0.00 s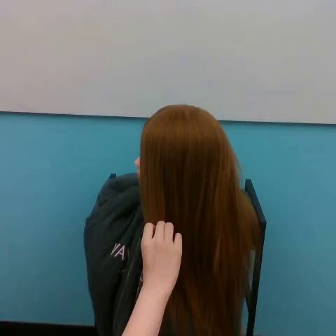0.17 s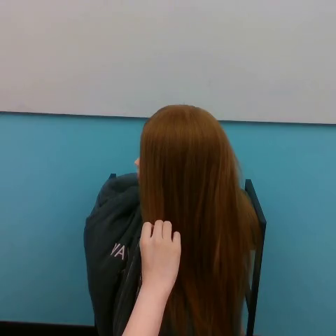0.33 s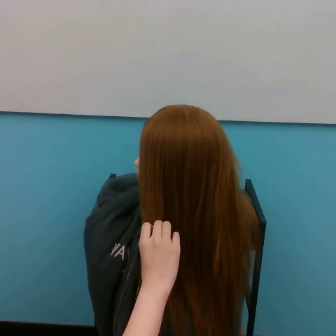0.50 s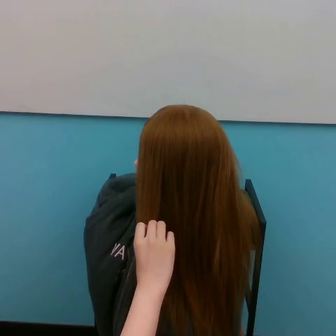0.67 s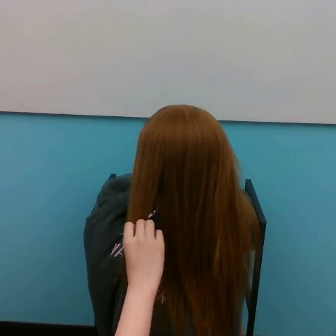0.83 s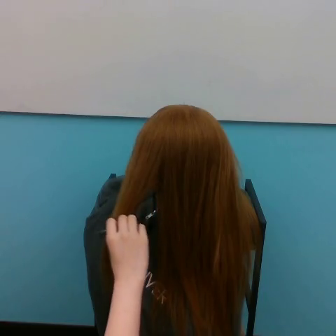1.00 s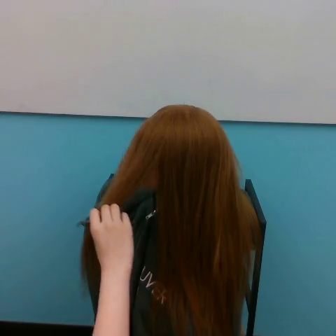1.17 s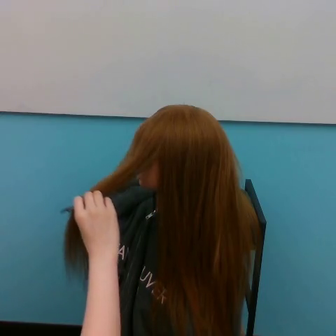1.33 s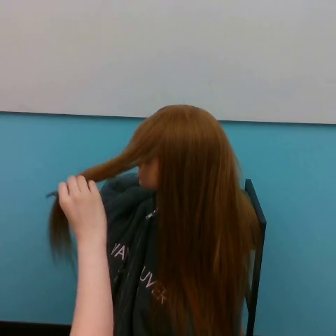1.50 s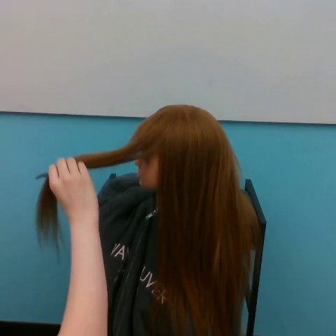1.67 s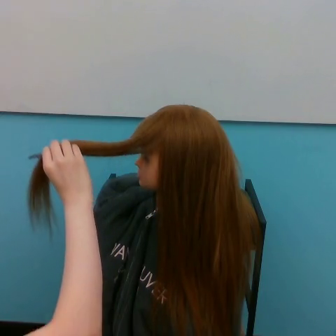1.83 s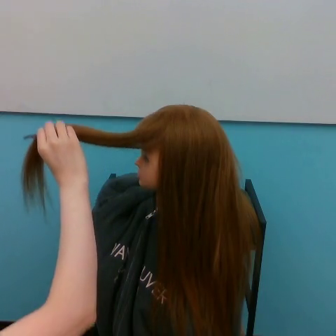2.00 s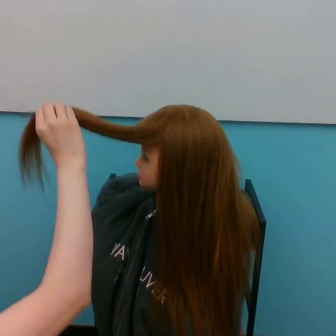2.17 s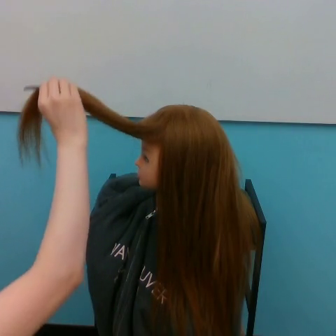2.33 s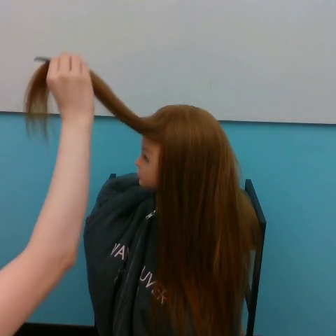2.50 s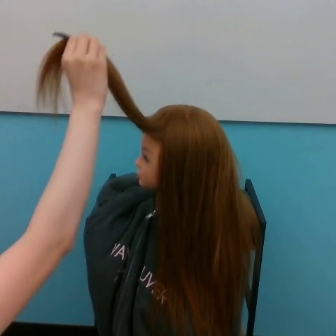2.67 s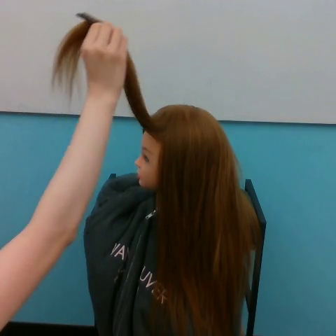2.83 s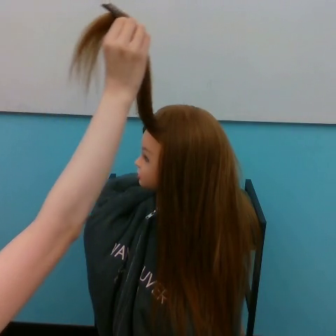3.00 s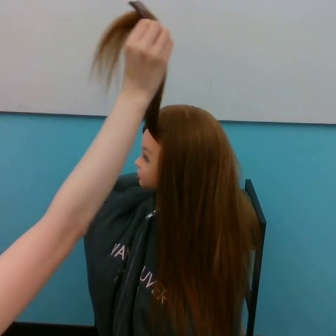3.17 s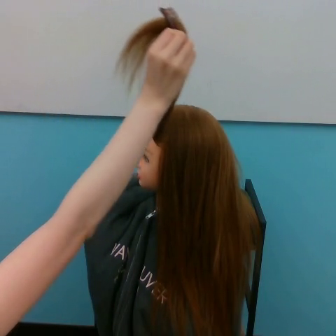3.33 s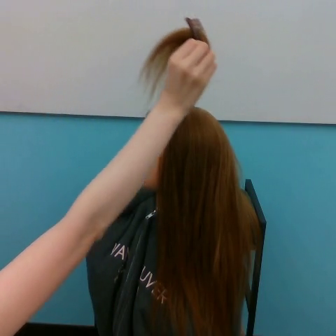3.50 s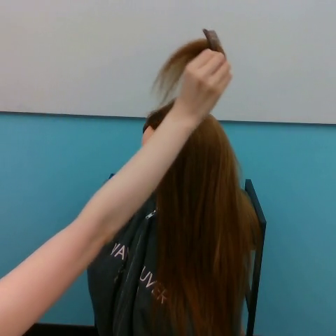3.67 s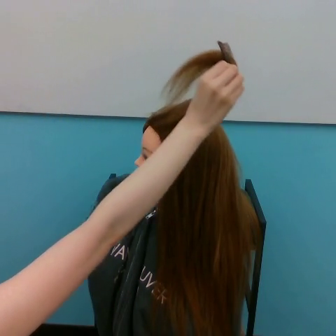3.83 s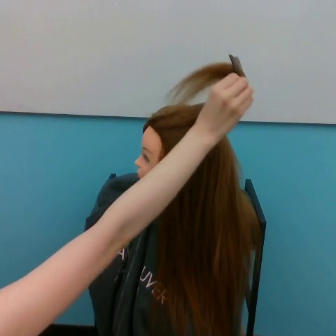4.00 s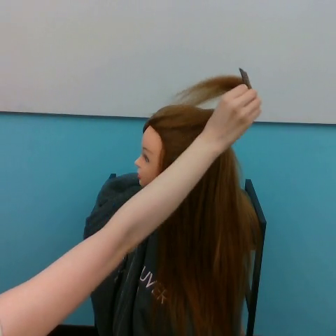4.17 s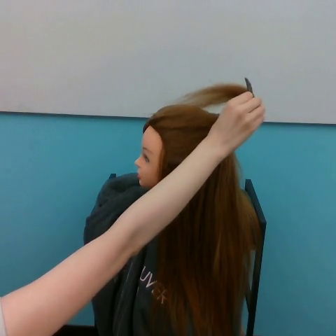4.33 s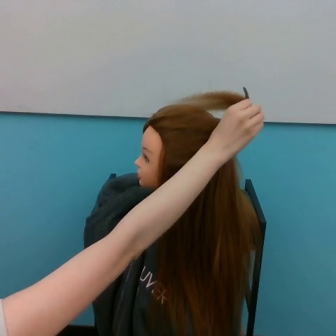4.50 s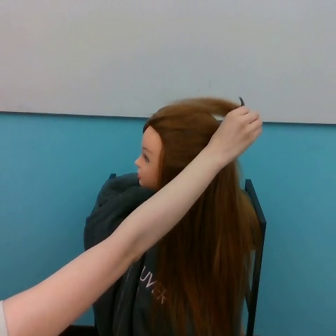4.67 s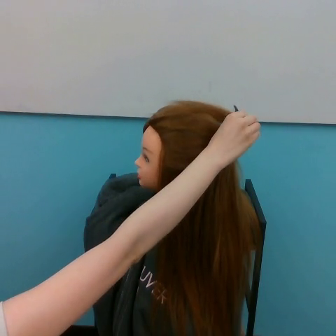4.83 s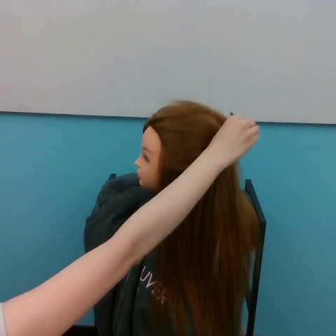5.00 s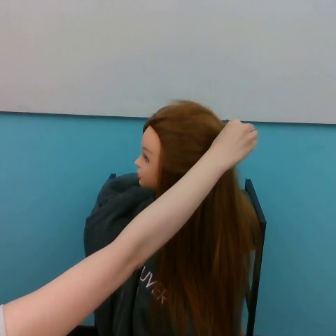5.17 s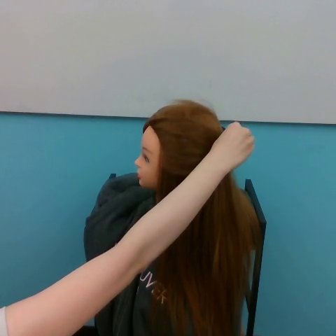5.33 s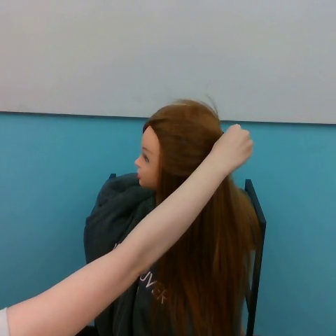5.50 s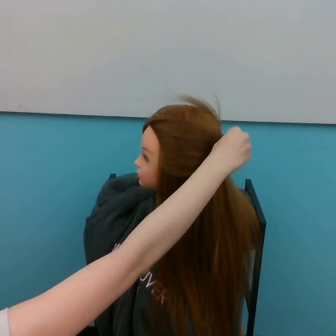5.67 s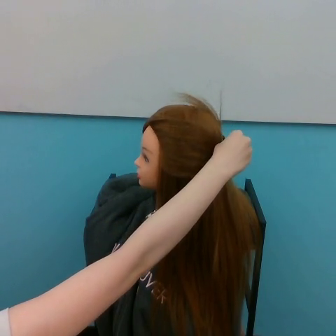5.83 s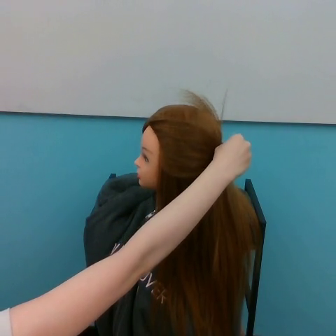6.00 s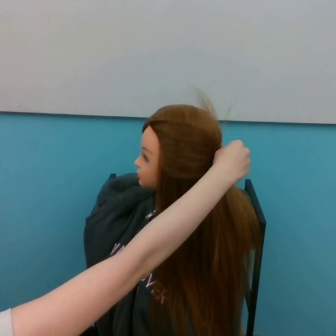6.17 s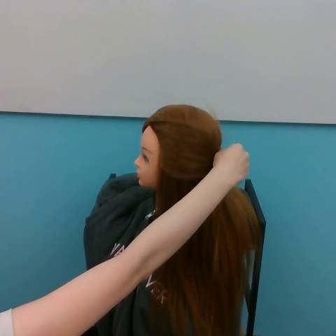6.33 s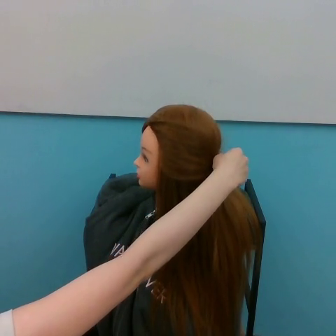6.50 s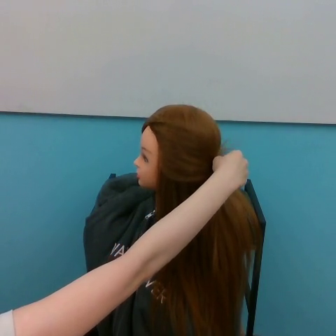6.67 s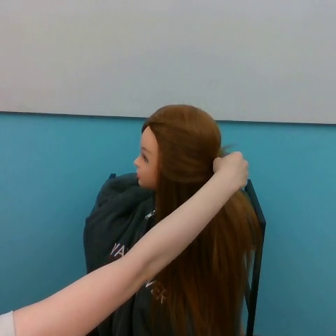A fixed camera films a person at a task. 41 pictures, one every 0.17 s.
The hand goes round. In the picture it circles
clockwise.
0.00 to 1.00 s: The hand goes to the left.
1.00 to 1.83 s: The hand goes upward and to the left.
1.83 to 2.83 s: The hand goes upward and to the right, on a clockwise arc.
2.83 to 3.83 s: The hand goes to the right and downward.
3.83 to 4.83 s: The hand goes downward.
4.83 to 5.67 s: The hand goes downward.
5.67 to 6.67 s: The hand goes downward.
In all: It circles clockwise, turning through about 270 degrees.
Task: tidy side hair.
Motion: make a circular motion clockwise.
